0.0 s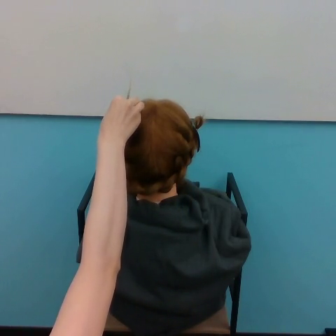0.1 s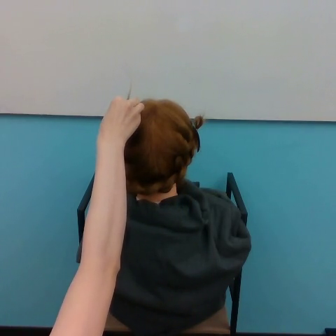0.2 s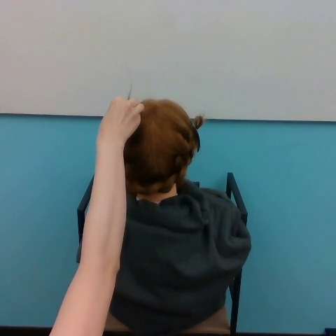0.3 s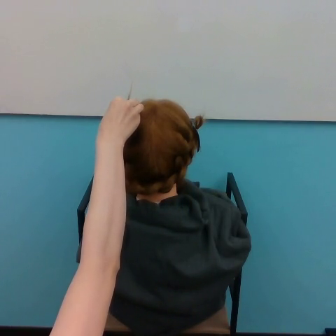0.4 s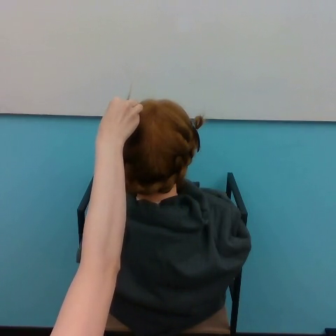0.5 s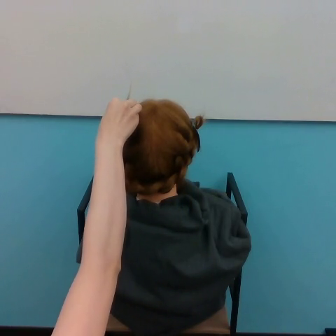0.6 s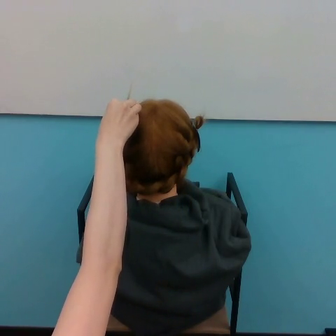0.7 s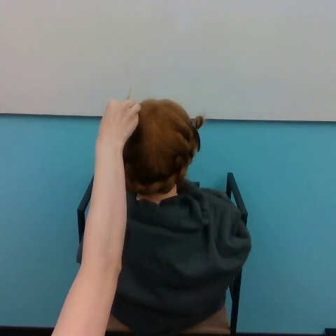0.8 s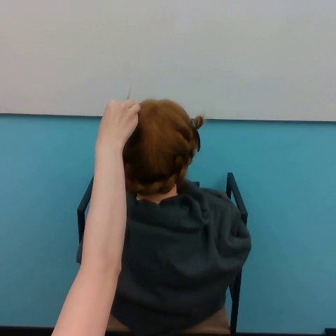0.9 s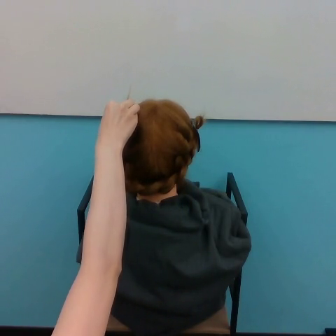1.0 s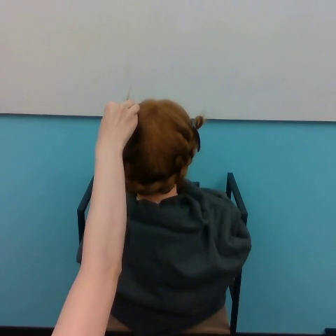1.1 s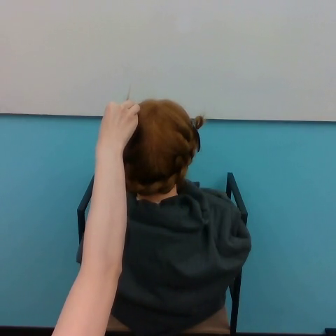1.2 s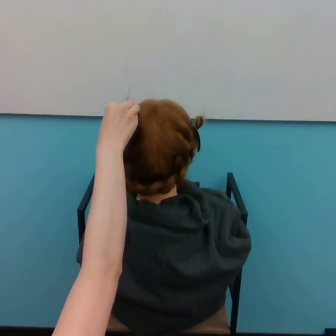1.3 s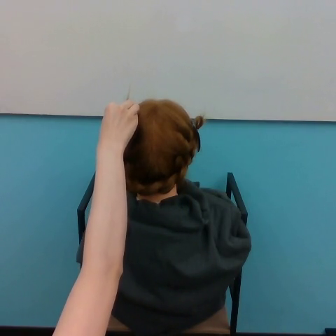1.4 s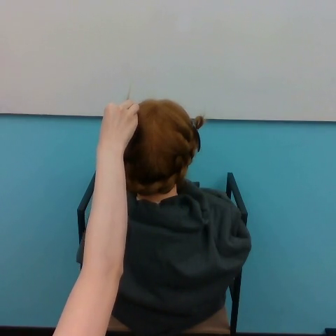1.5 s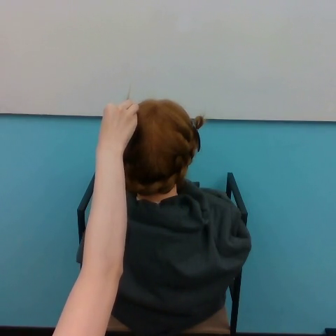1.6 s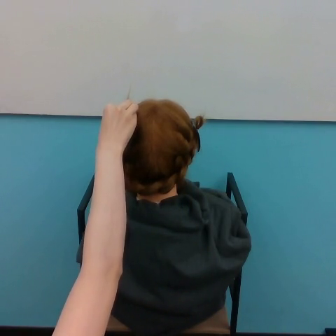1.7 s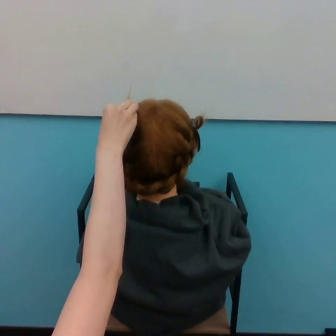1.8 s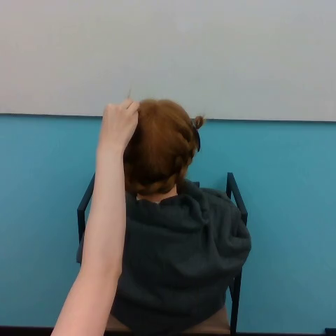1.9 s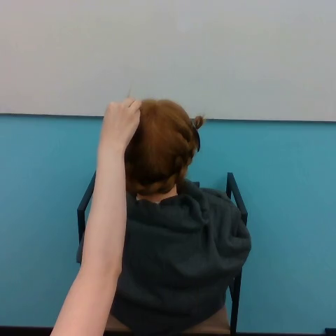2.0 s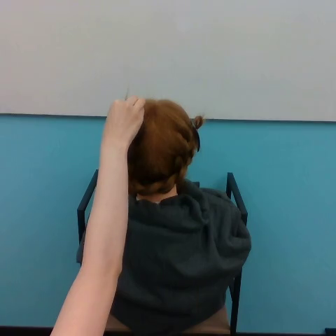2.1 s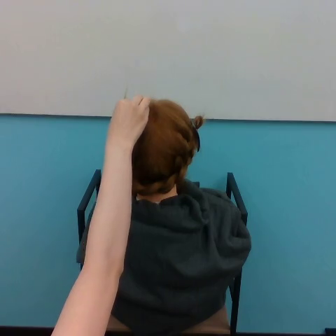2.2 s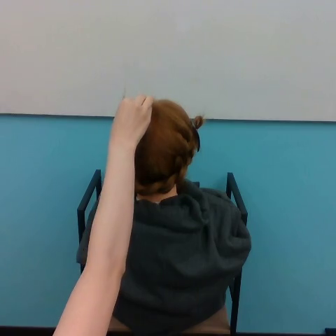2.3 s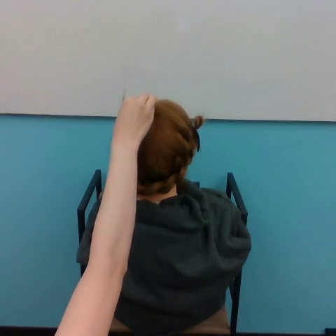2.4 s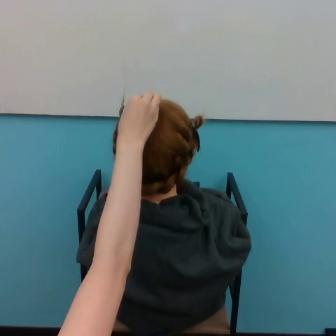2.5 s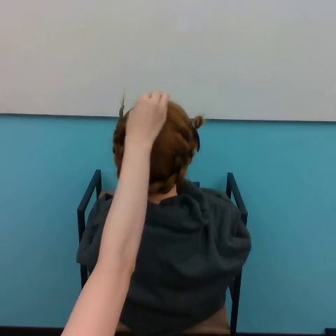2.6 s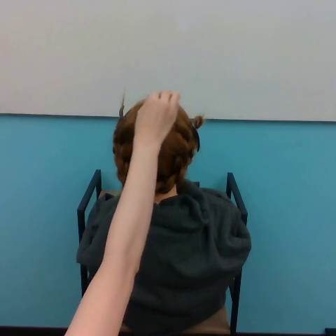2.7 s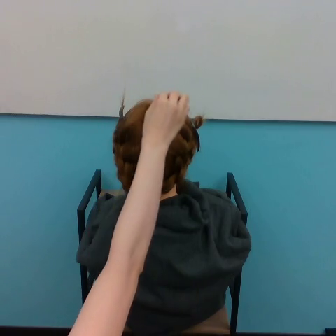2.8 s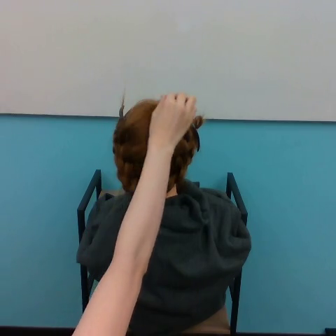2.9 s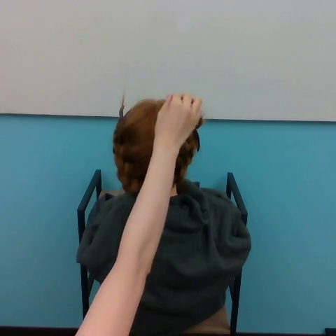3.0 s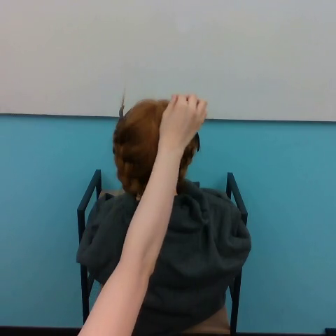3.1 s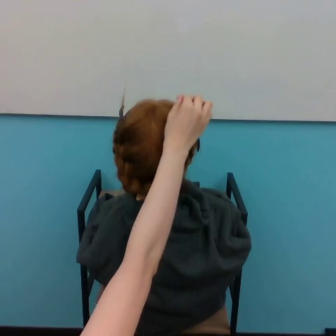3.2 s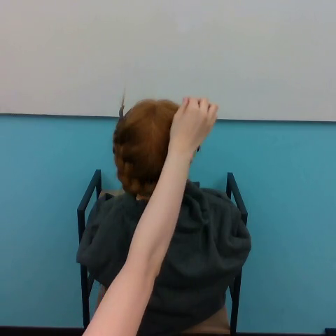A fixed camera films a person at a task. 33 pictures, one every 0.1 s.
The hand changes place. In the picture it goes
to the right.
0.0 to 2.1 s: The hand moves only a little.
2.1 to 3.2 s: The hand goes to the right.
Task: style hair.
